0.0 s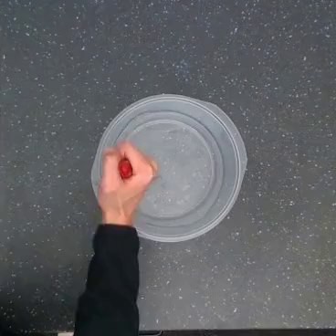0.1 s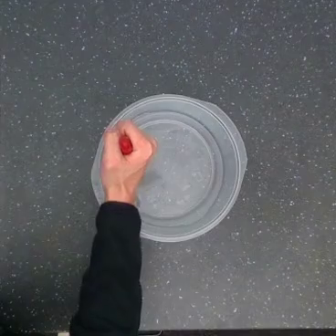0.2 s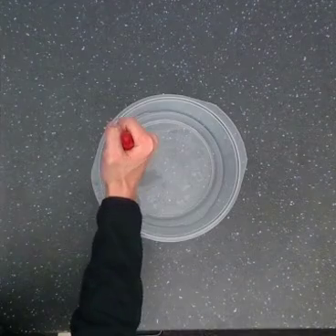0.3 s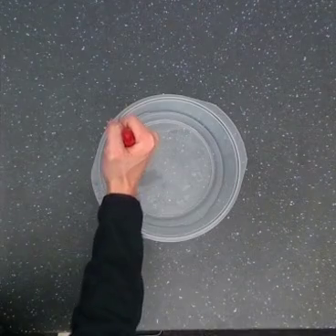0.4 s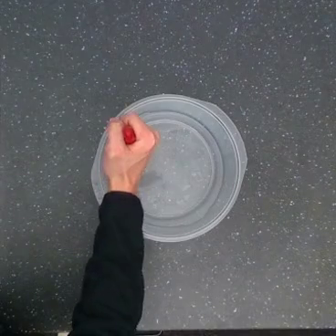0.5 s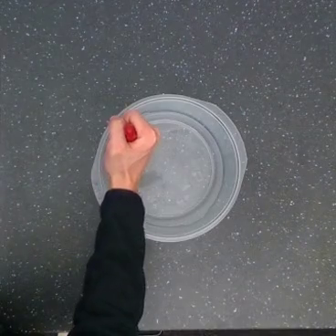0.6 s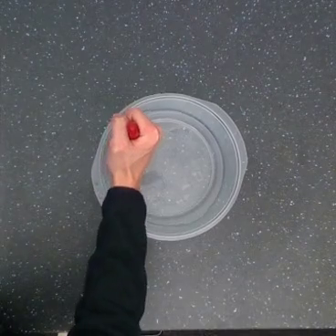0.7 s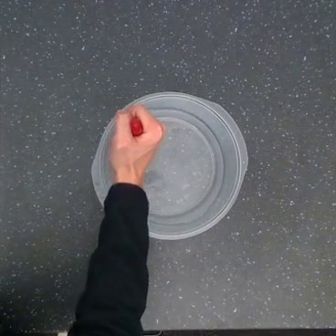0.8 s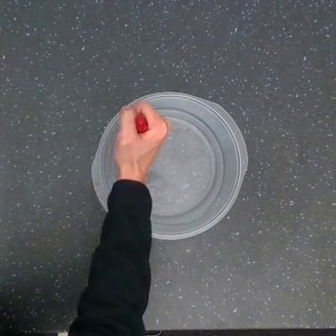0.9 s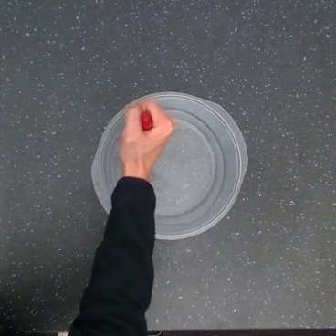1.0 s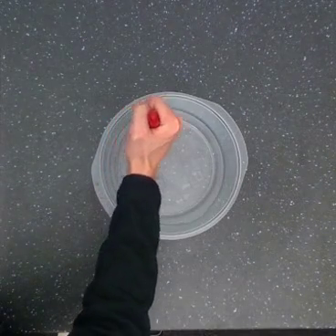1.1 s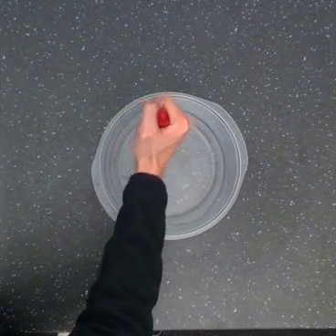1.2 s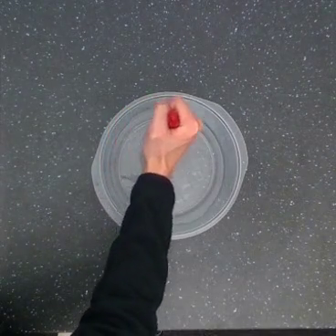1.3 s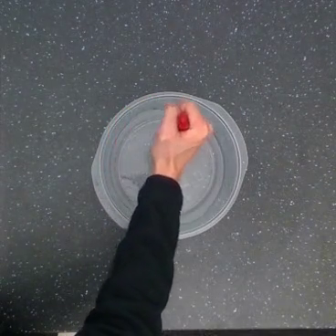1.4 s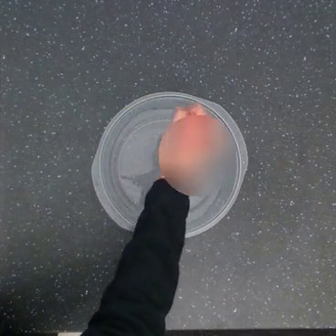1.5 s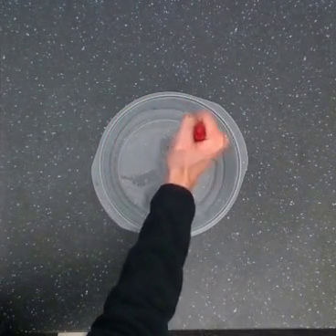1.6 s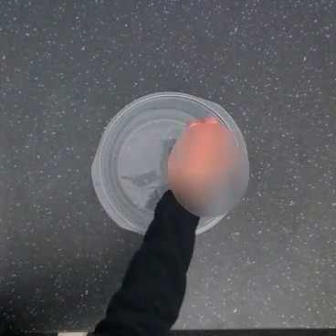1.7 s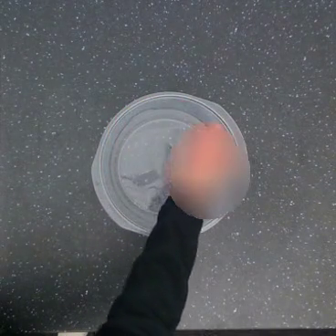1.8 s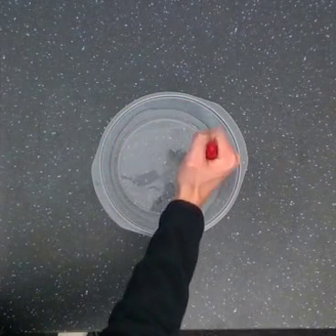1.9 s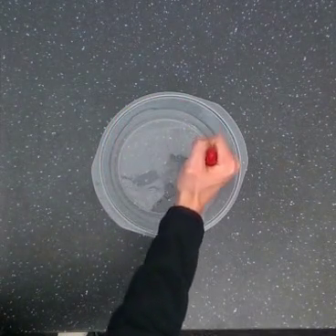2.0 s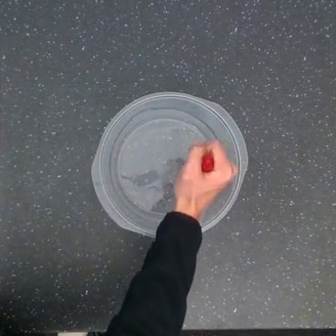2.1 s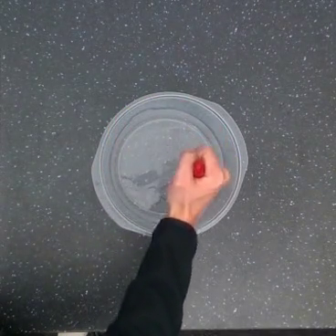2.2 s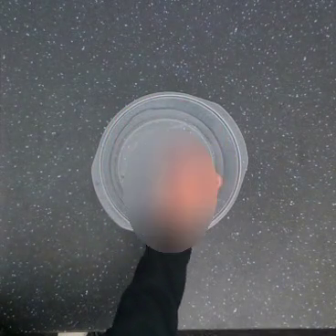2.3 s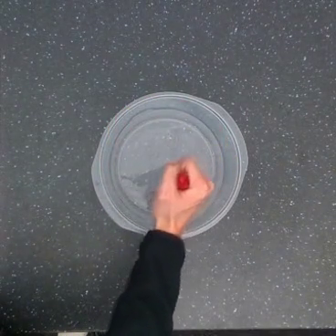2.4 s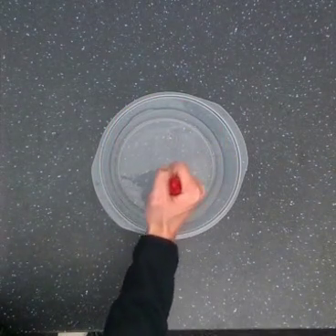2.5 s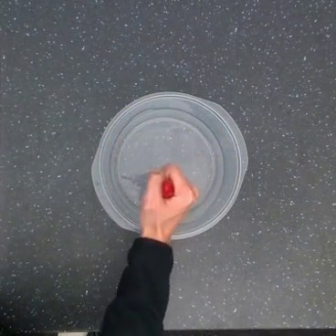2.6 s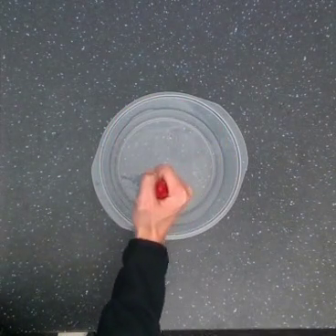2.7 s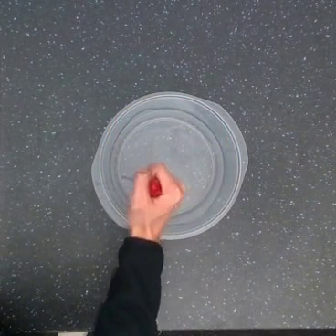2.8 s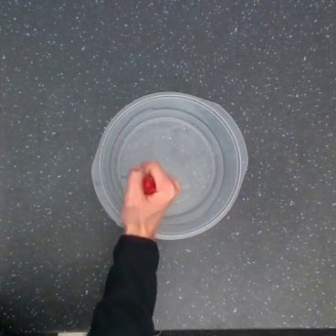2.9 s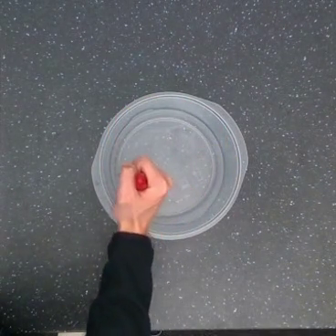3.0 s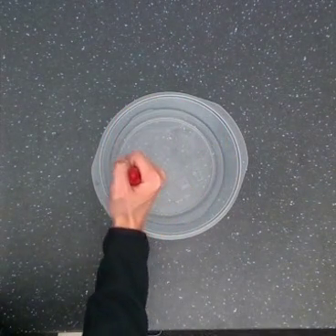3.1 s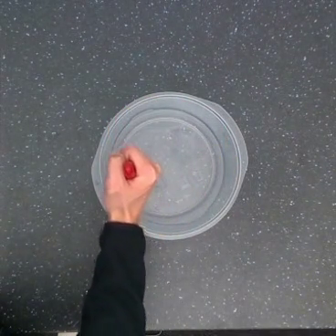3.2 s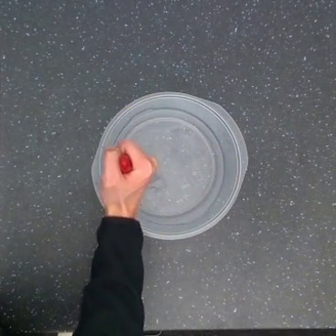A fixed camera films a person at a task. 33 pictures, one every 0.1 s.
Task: stir.
0.0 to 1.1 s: The hand goes upward and to the right.
1.1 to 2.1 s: The hand goes downward and to the right.
2.1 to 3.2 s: The hand goes to the left.
In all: It circles clockwise, turning through about 360 degrees.
